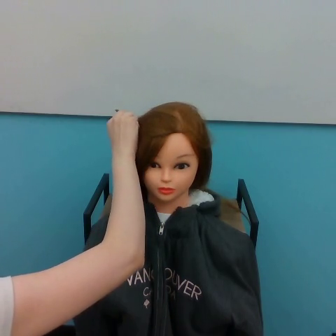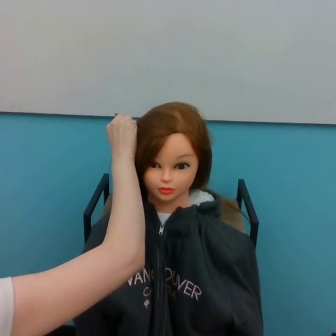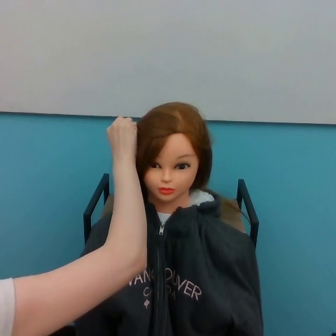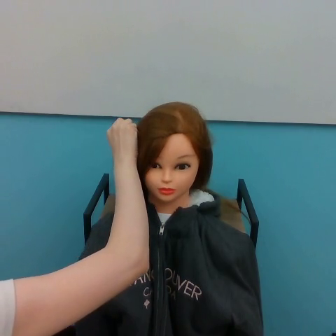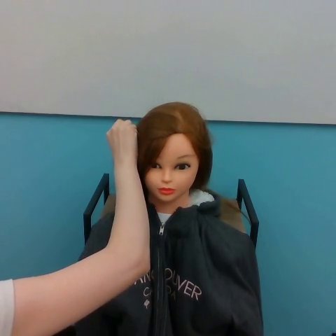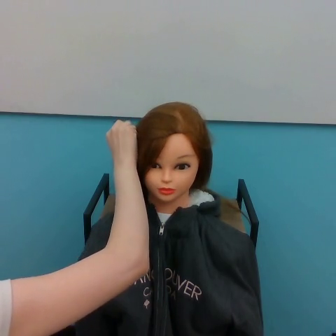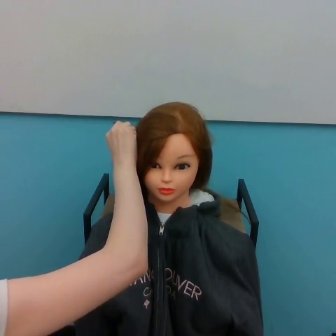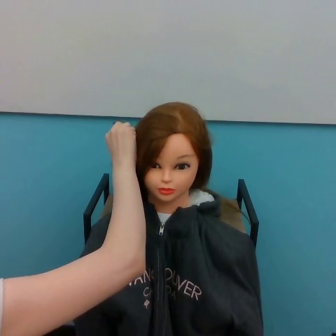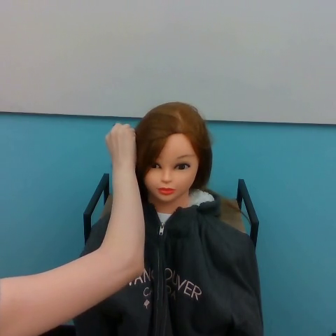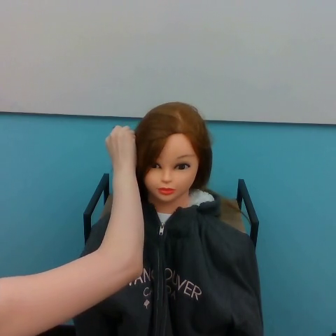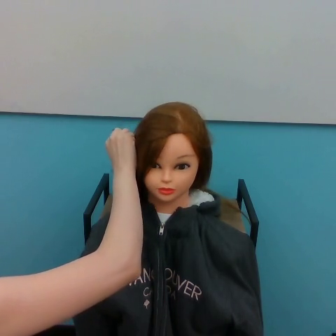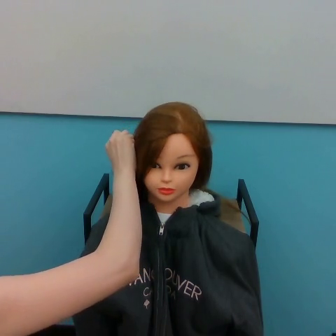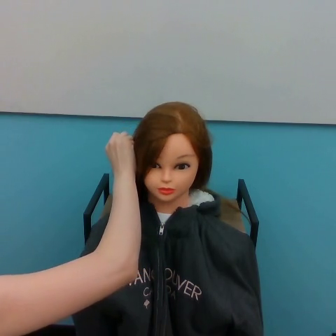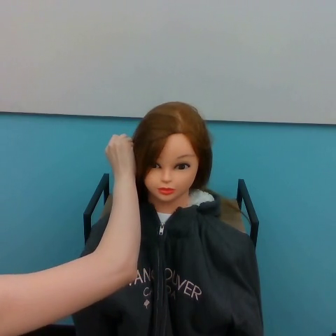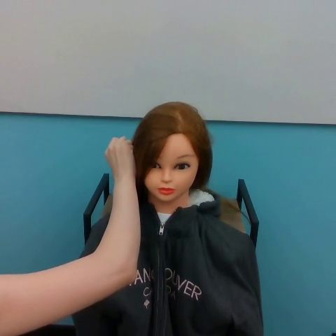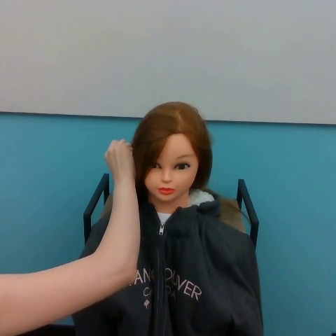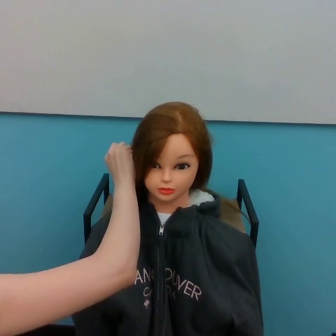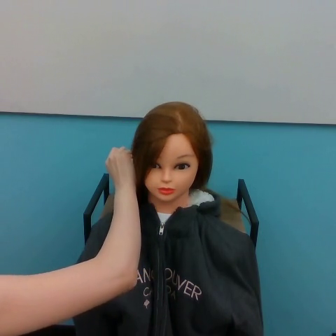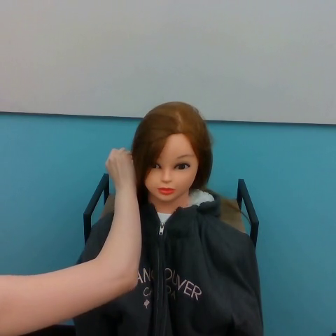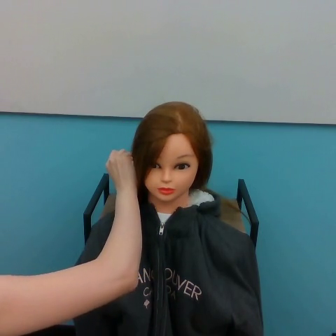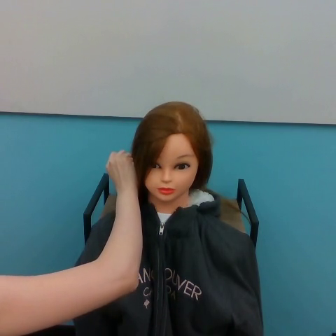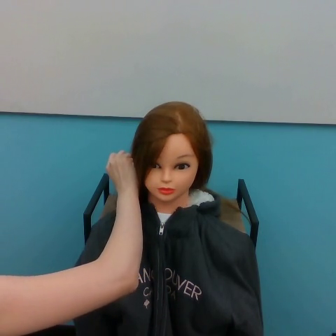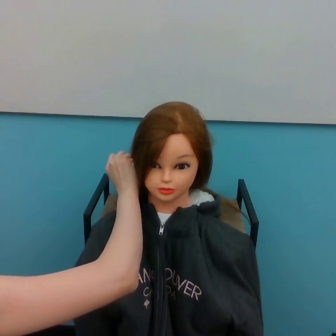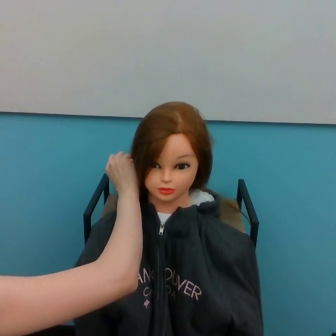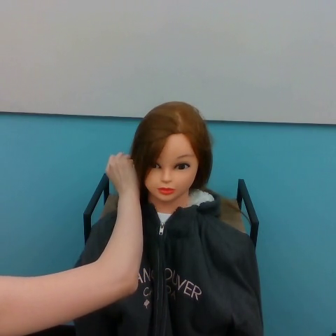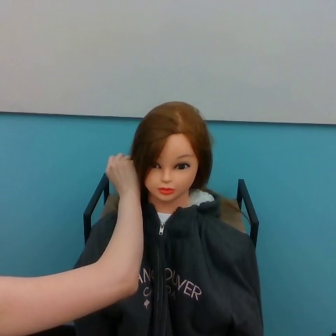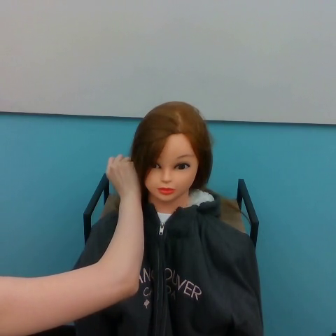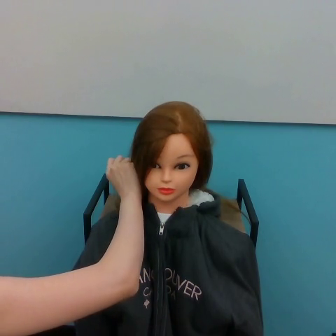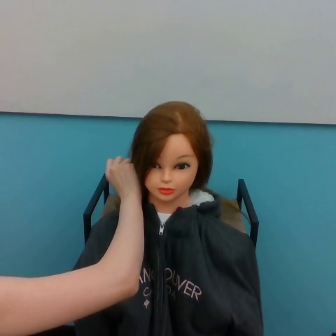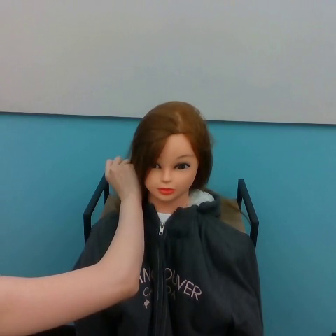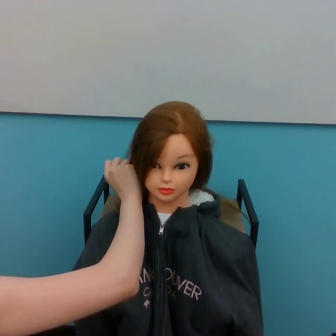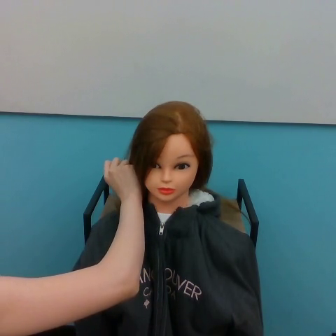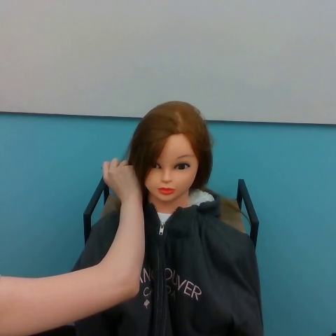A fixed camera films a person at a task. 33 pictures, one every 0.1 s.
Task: part hair.
0.0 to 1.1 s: The hand goes downward.
1.1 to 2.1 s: The hand goes downward.
2.1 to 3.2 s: The hand moves only a little.
